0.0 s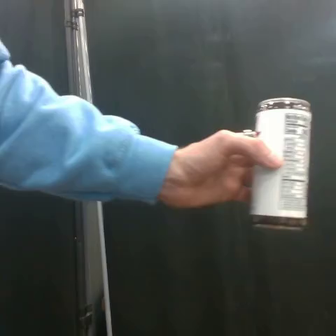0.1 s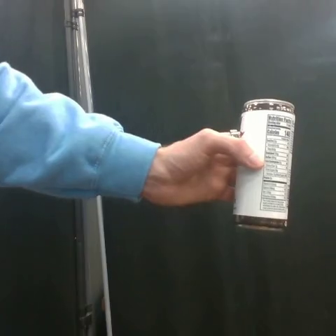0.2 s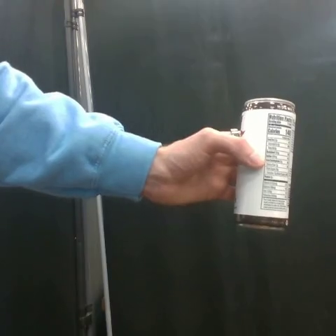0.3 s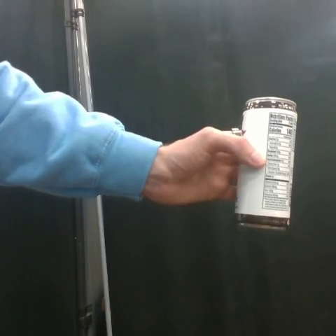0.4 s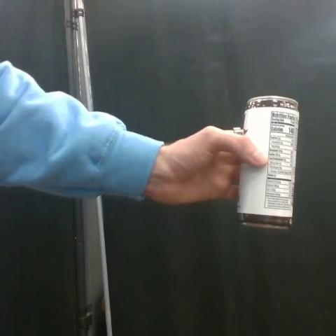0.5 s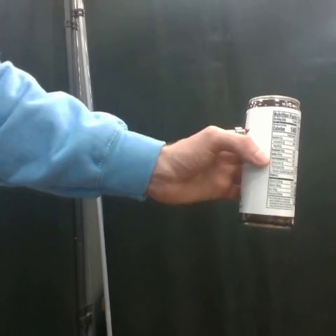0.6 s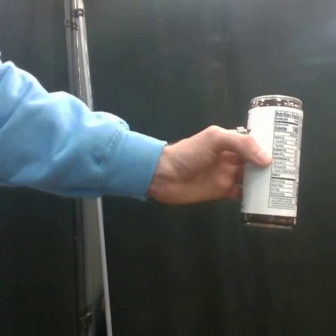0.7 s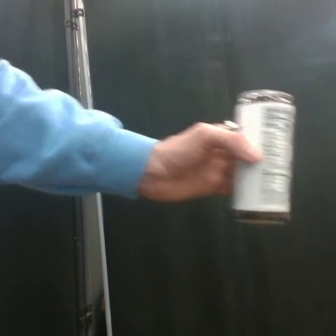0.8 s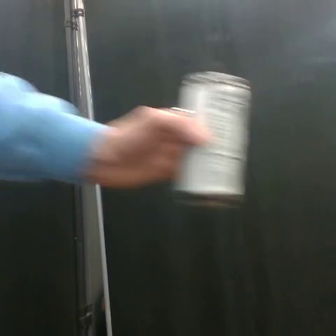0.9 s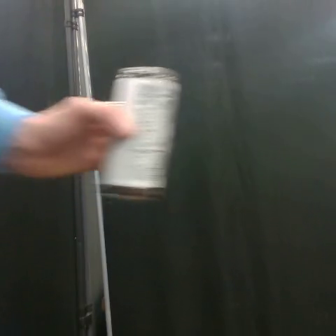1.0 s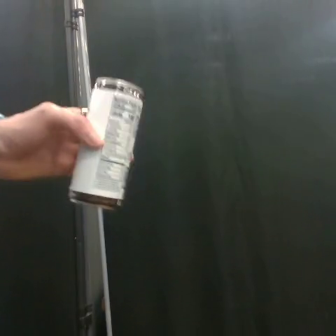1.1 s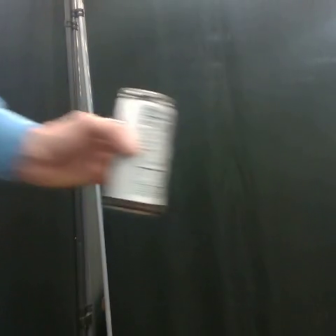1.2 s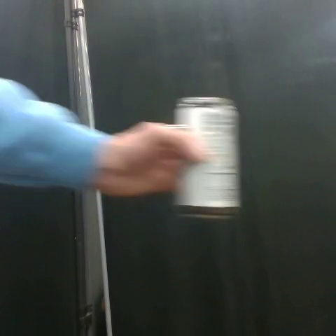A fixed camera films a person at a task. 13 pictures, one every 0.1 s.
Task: shake the coffee can.
Motion: move to the left and move to the right.
0.0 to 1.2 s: The hand goes to the left, then to the right.
